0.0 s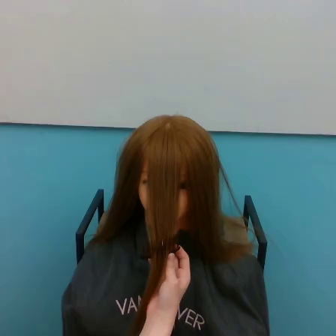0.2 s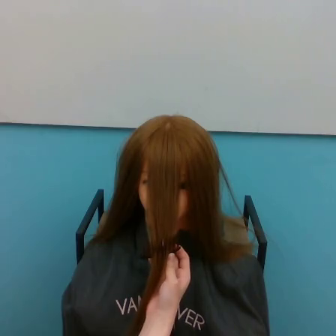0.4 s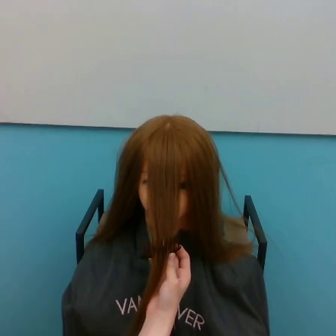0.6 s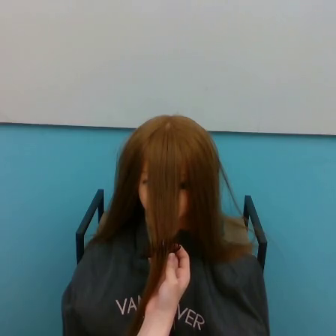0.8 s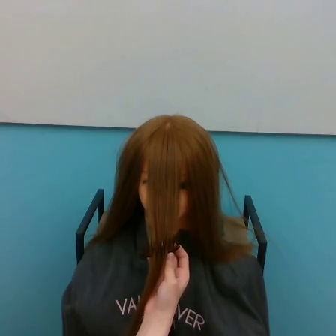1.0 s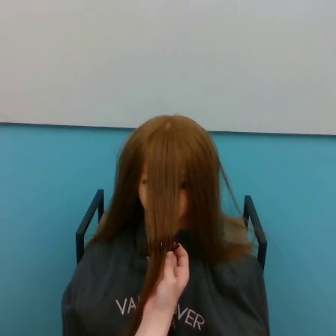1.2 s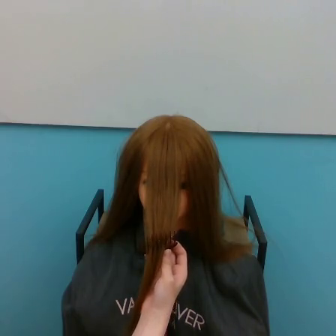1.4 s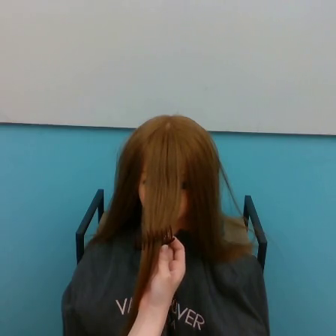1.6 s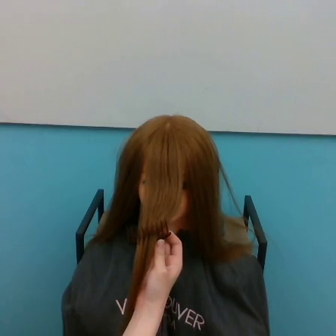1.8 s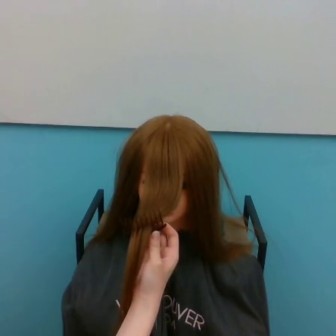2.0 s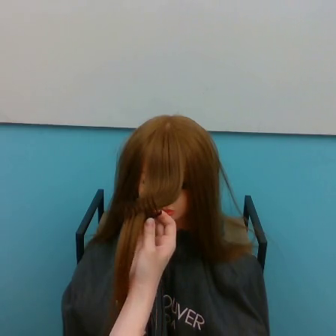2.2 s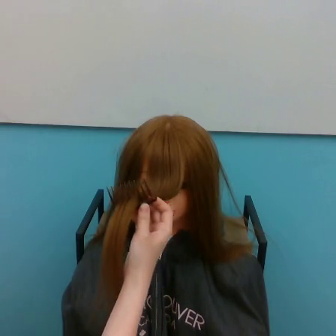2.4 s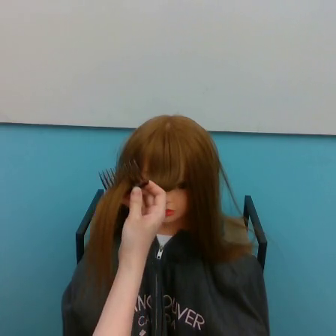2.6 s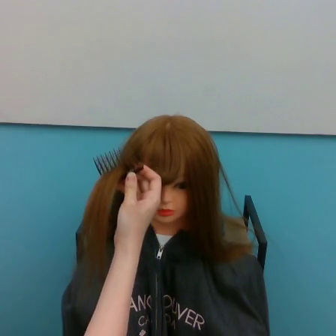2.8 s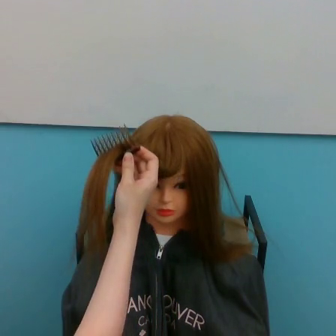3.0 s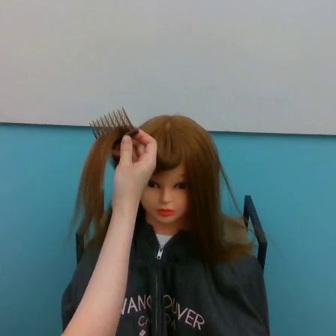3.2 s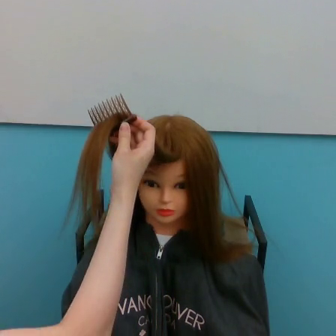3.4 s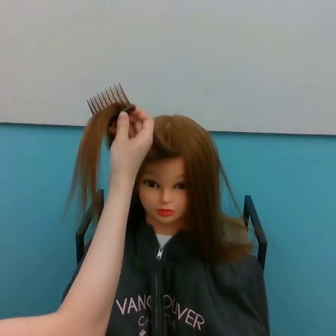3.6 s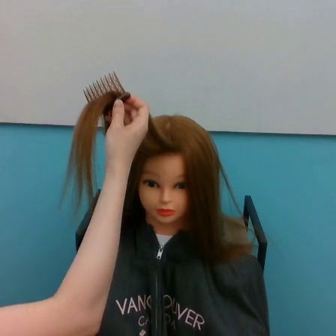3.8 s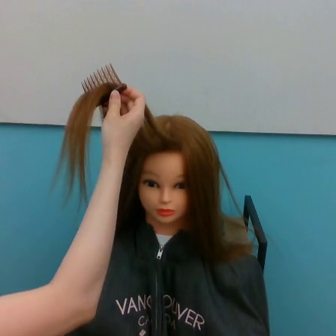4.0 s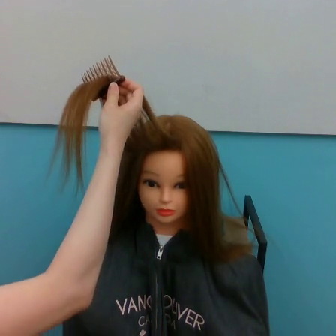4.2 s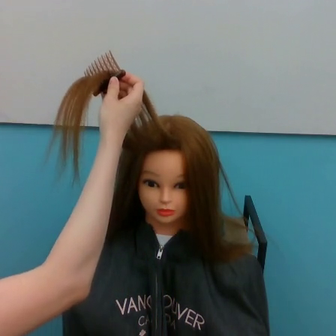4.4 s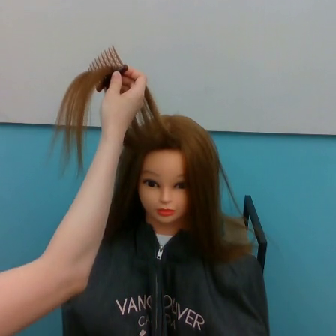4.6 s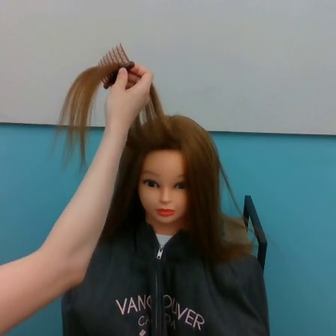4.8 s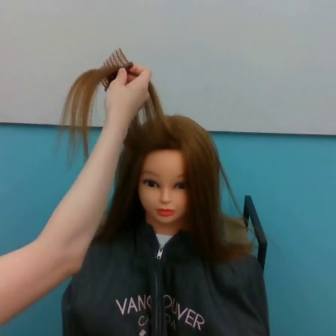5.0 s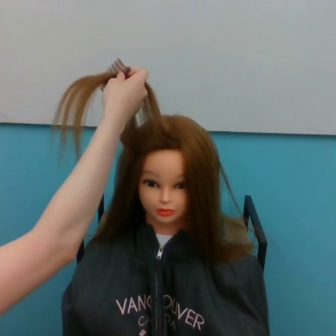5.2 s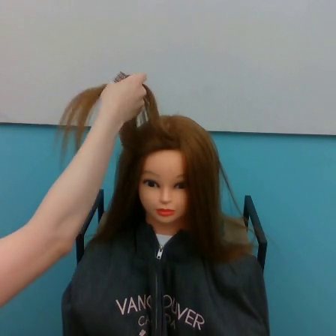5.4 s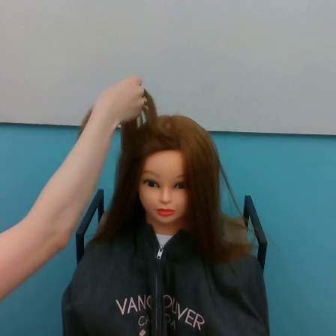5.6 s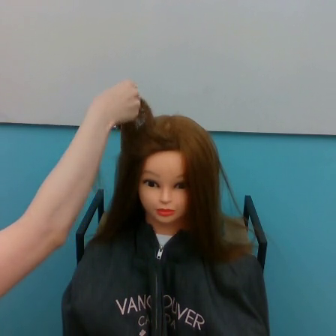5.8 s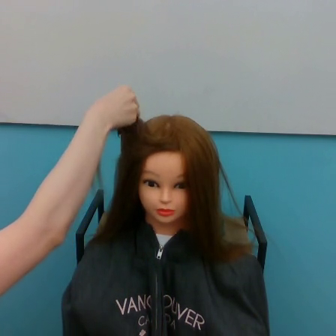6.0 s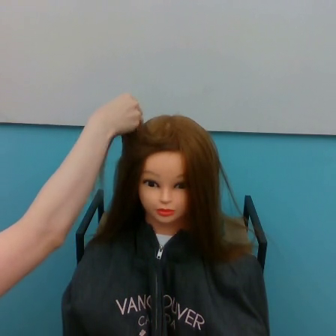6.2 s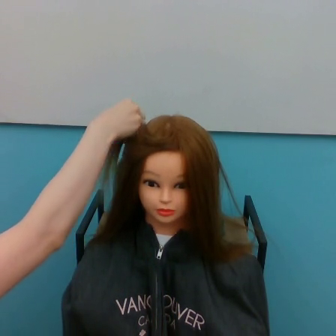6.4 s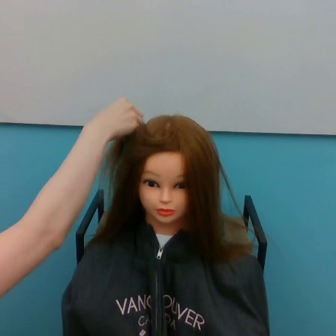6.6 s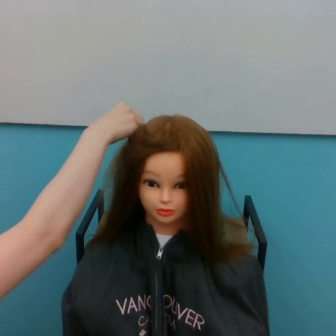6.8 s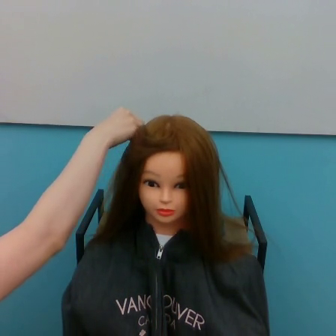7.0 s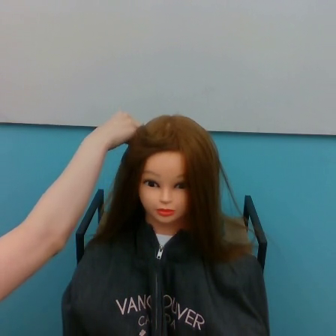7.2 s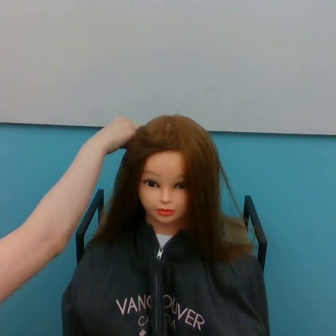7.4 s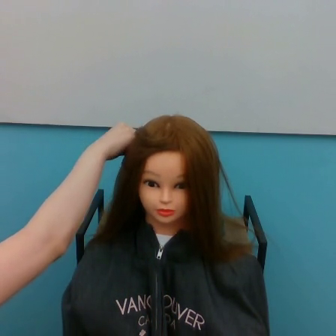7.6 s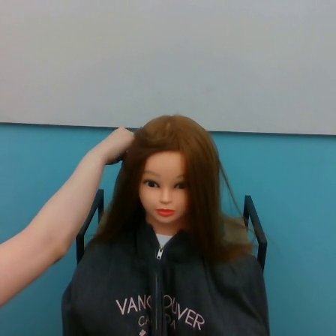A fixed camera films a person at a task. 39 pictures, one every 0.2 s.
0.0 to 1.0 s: The hand stays where it is.
1.0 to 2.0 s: The hand goes upward and to the left.
2.0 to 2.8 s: The hand goes upward.
2.8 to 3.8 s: The hand goes upward.
3.8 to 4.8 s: The hand goes upward.
4.8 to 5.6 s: The hand goes downward.
5.6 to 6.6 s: The hand goes downward.
6.6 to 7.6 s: The hand goes downward.
Task: tidy front hair.
Motion: move upward and to the left, then move downward.
